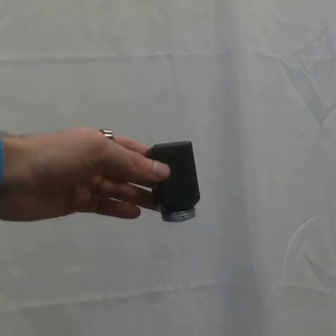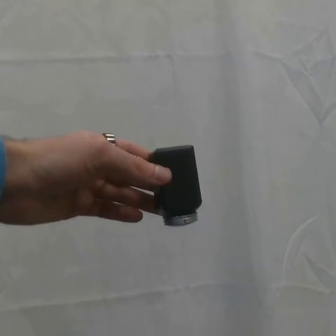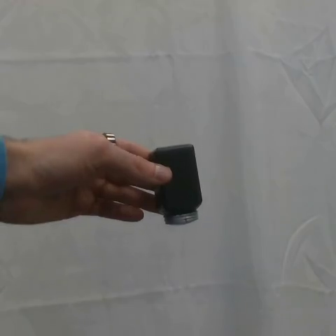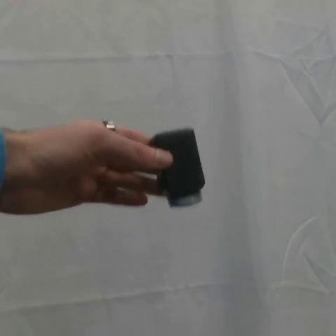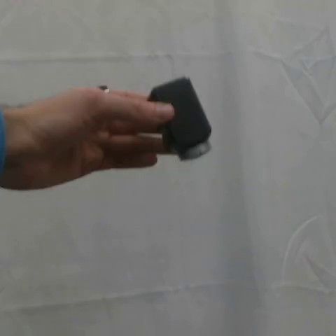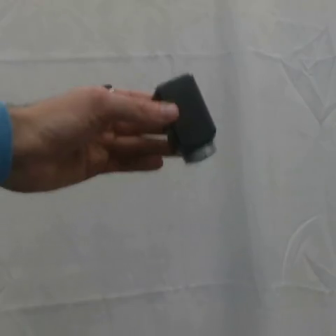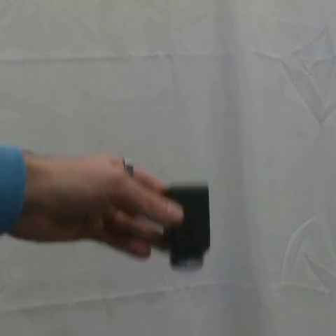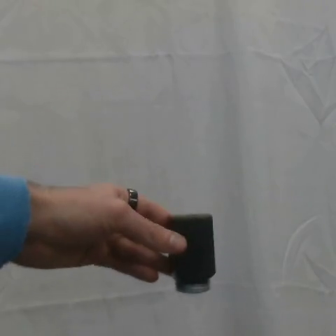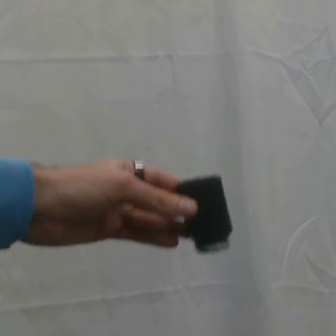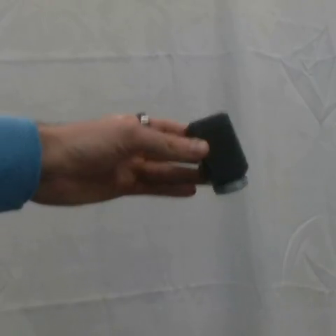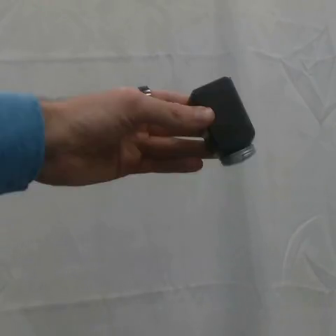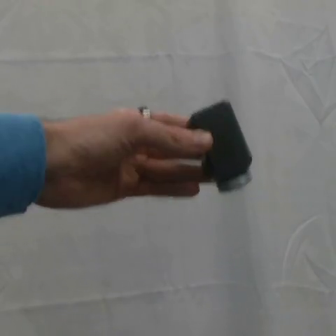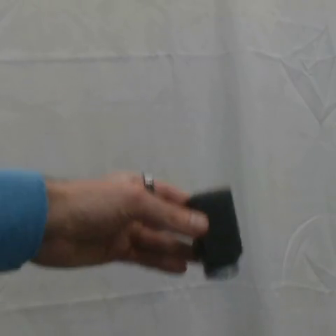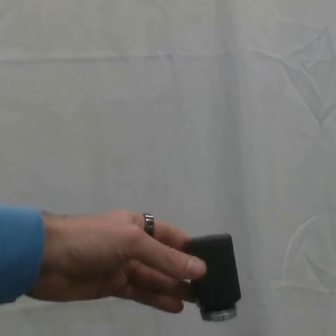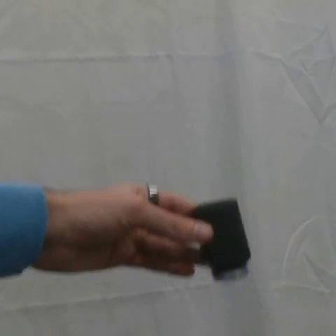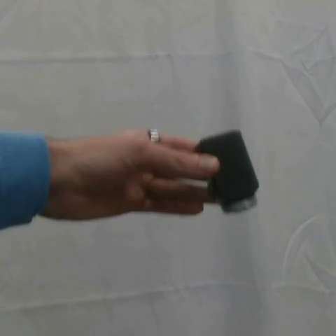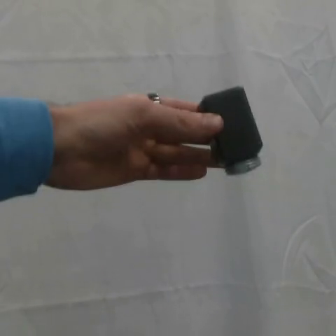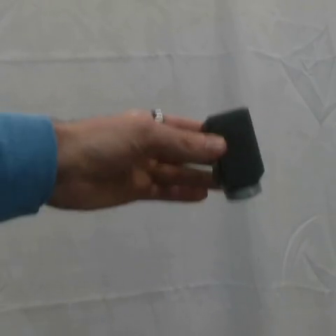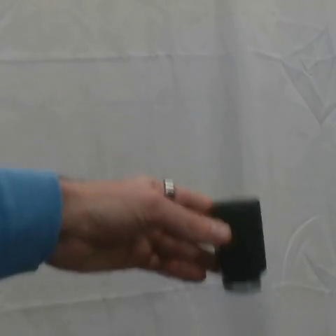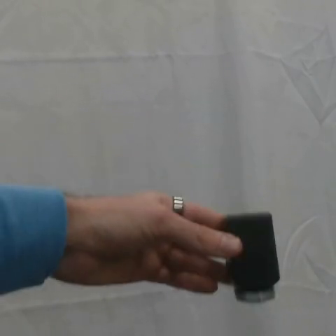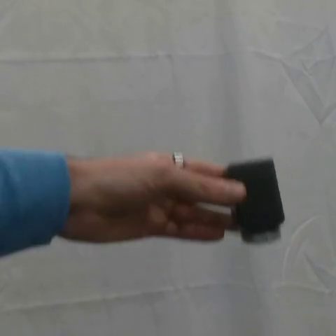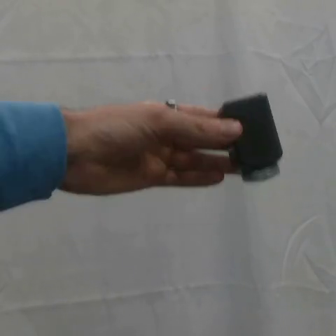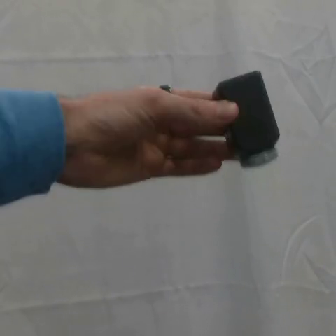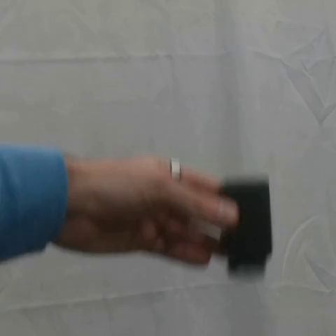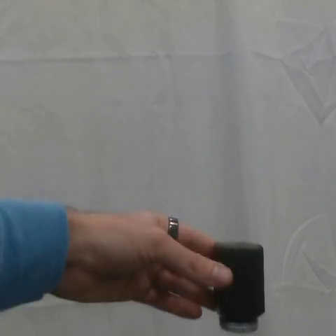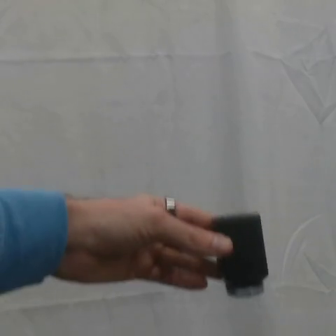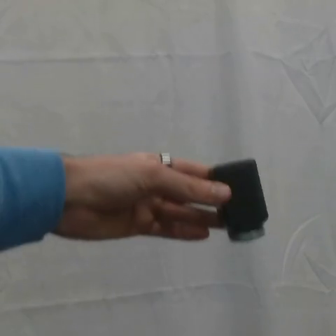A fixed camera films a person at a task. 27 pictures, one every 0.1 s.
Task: shake the salt shaker.
Motion: move up and down four times.
0.0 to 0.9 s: The hand goes downward, then upward.
0.9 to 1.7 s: The hand goes downward, then upward.
1.7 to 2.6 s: The hand goes downward, then upward.
